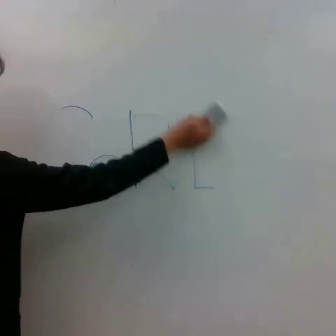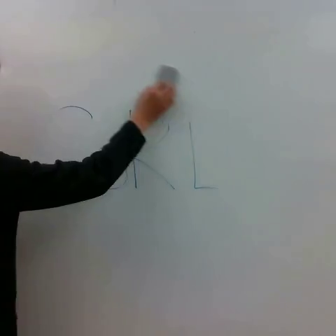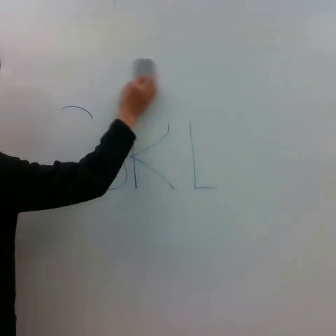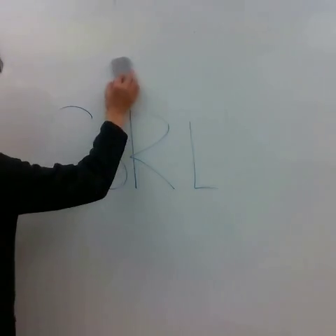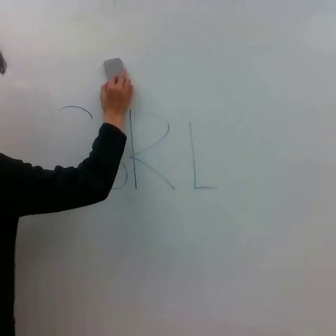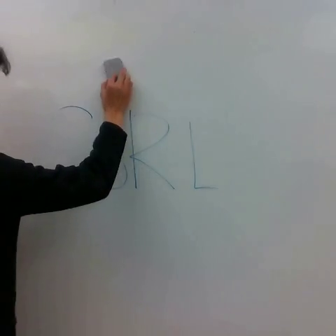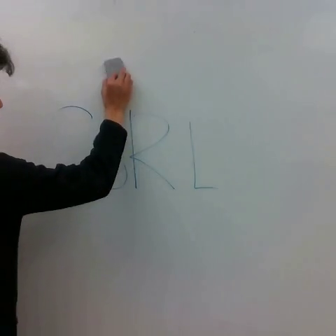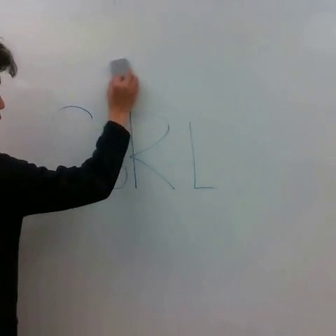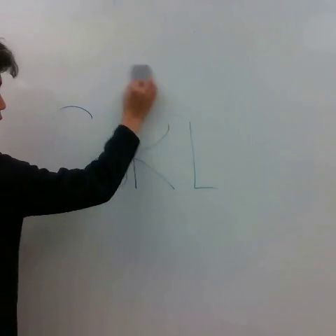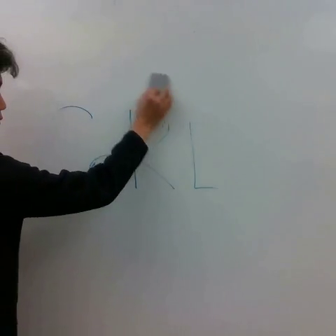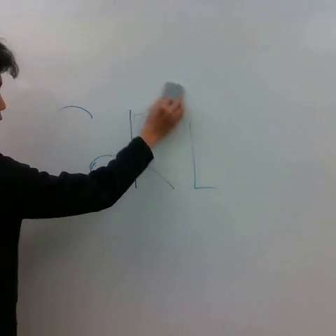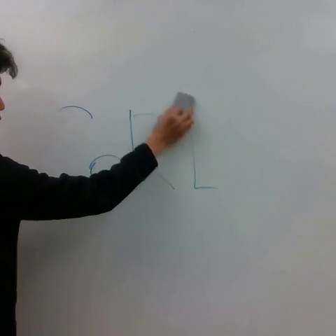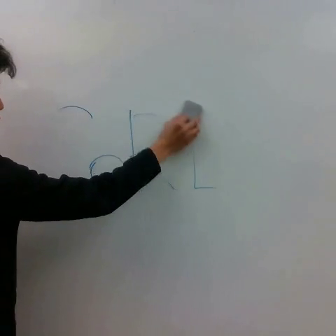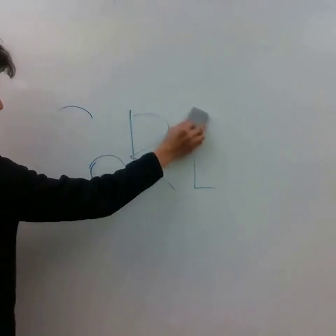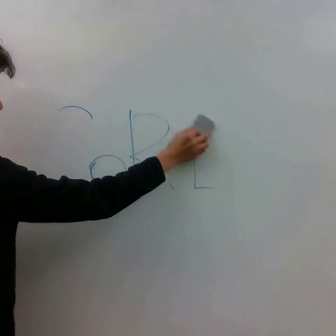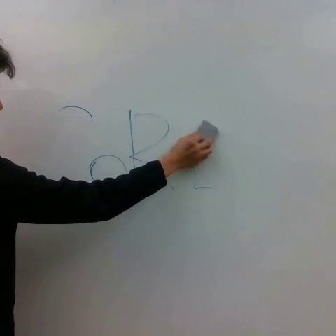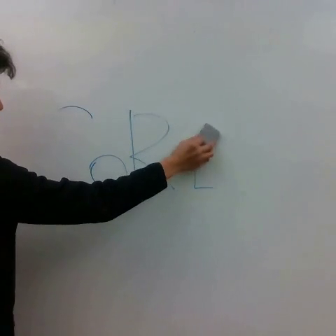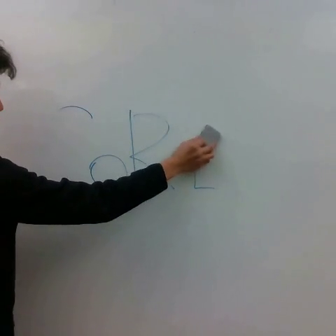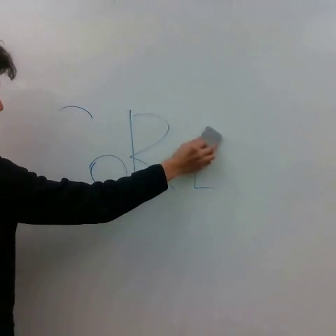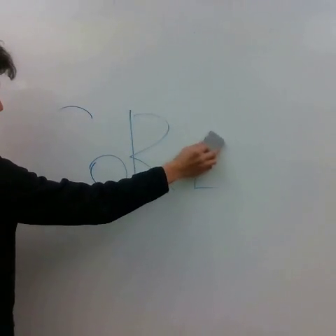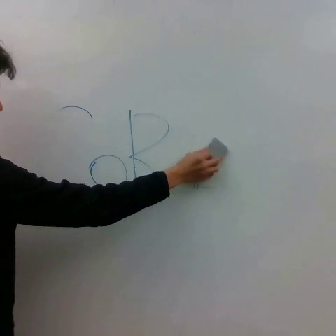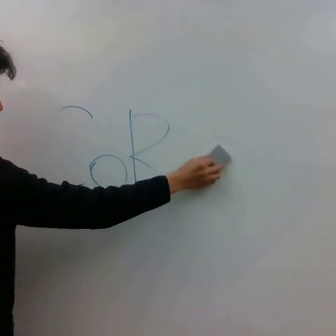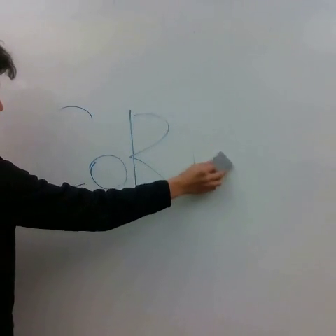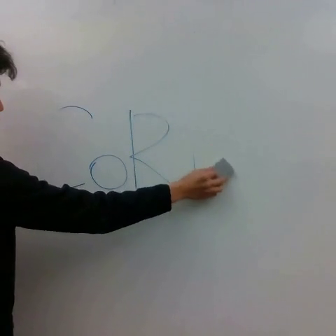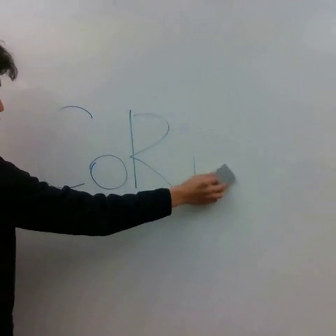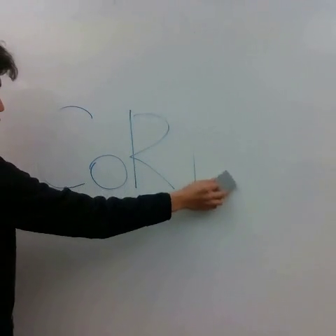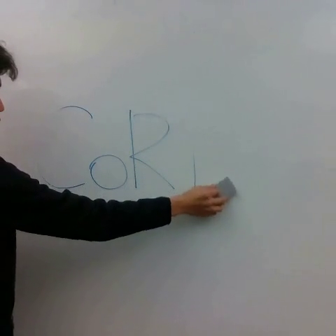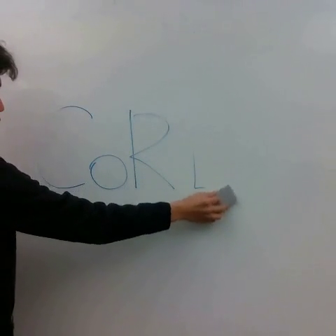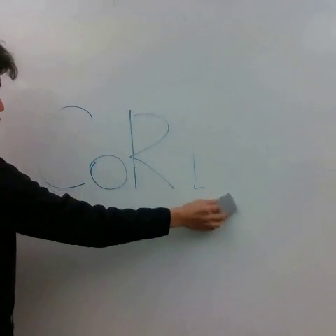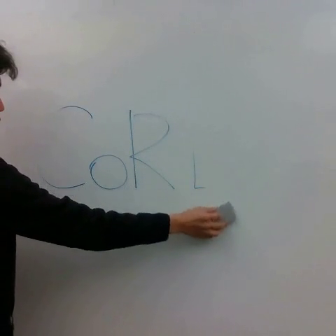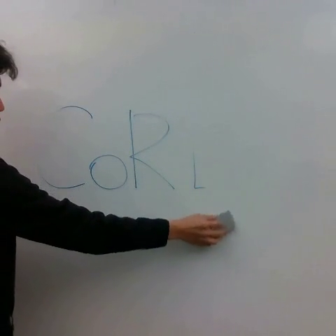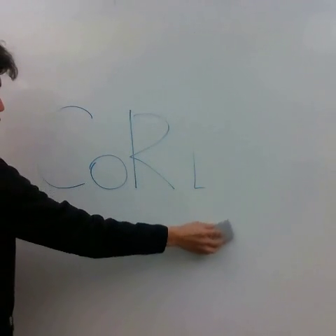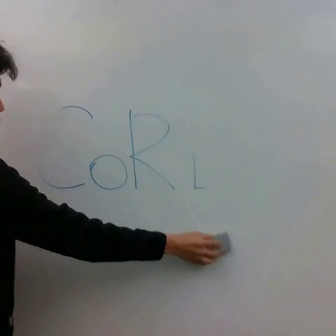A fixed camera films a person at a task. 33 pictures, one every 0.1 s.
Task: erase whiteboard.
0.0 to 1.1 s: The hand goes to the left and upward, then to the right and downward.
1.1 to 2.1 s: The hand goes downward and to the right.
2.1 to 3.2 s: The hand goes downward.
